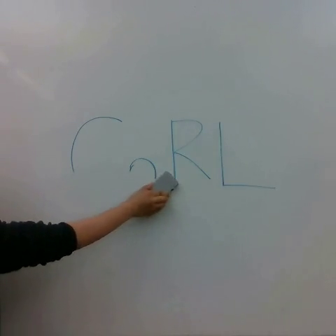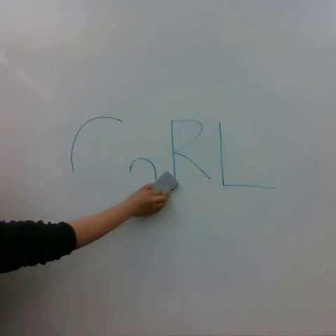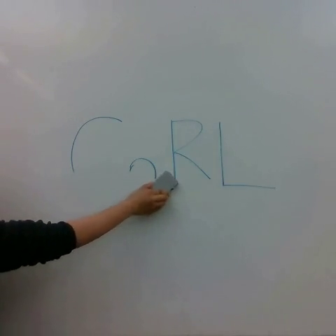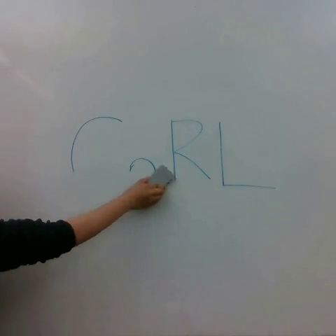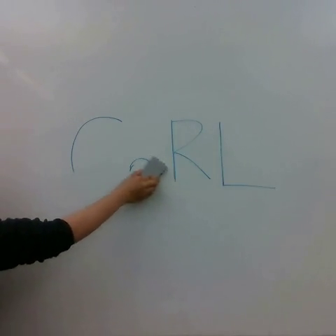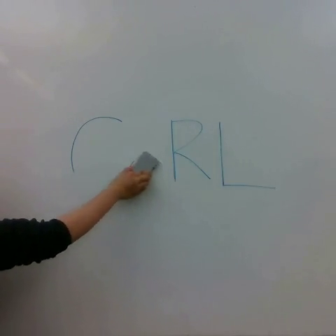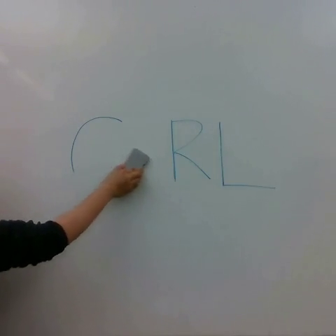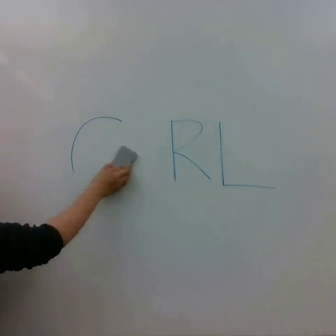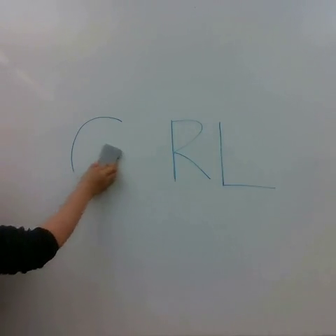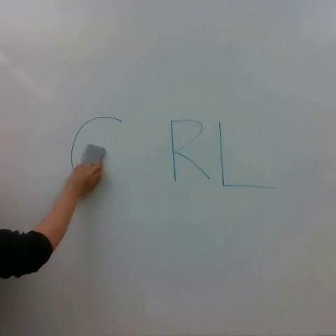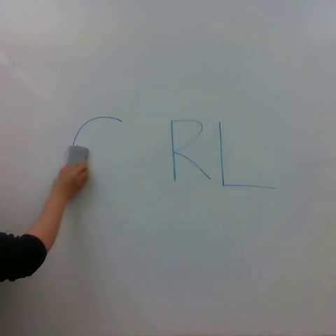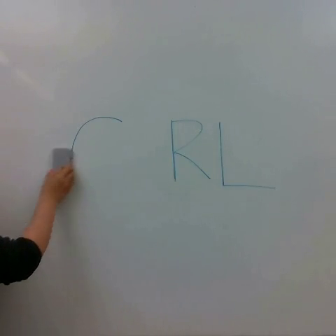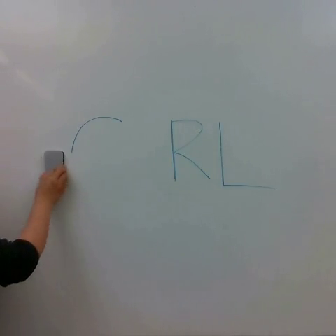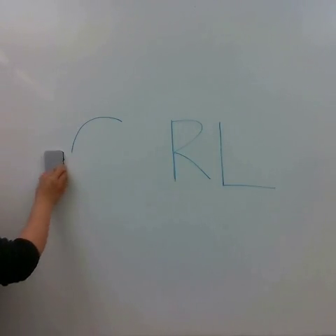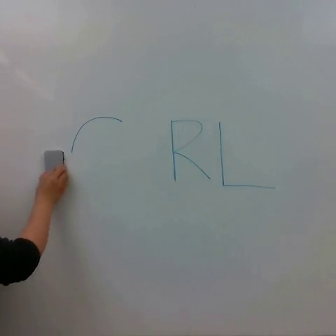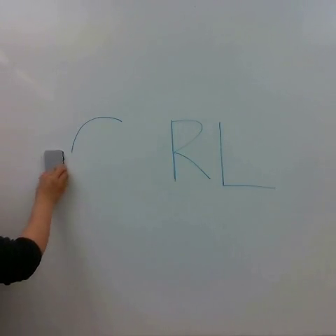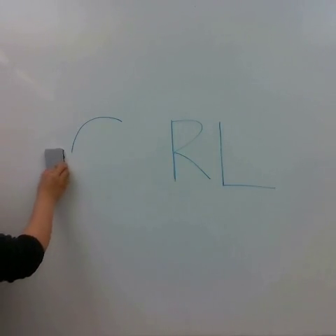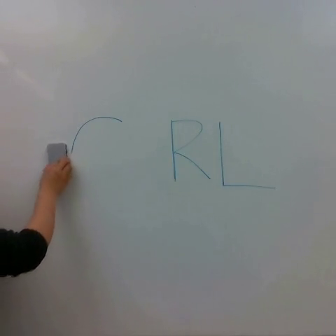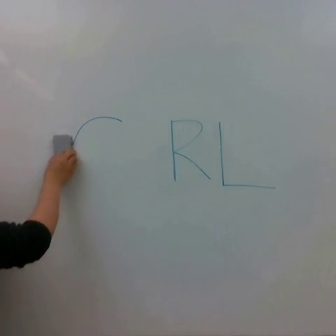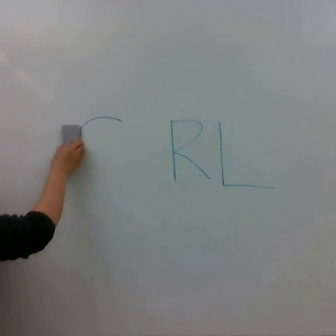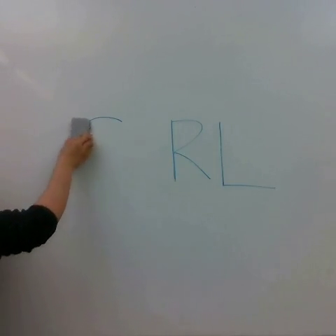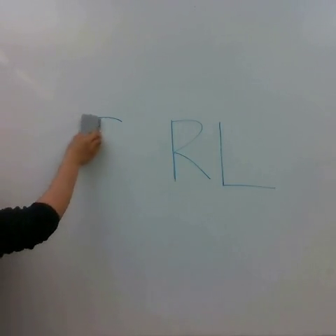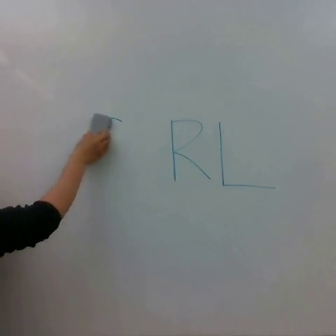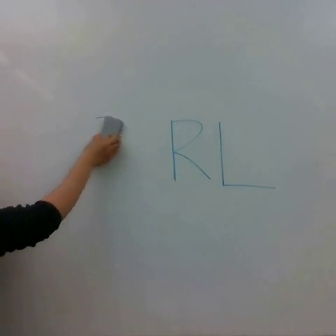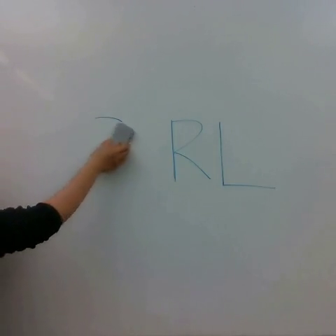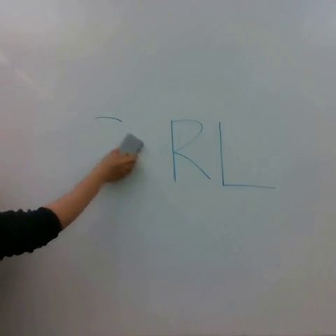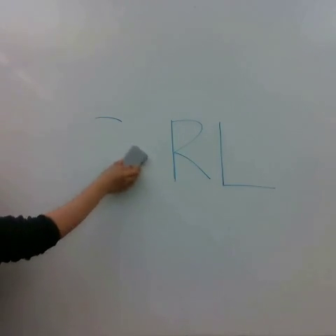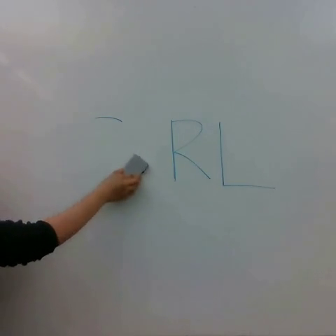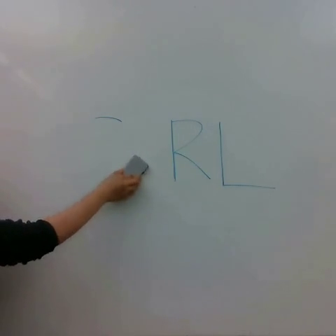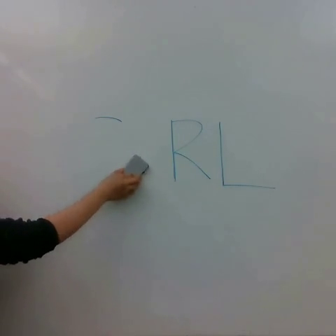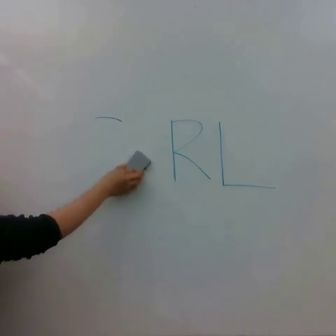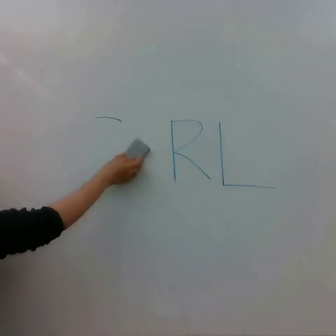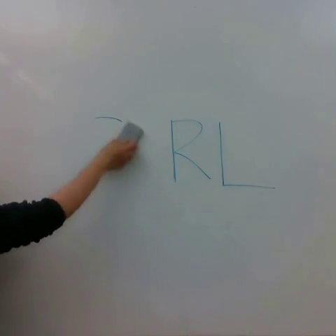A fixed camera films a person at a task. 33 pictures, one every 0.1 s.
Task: erase whiteboard.
0.0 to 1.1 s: The hand goes to the left.
1.1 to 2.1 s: The hand goes upward and to the right.
2.1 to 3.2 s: The hand goes downward and to the right, then upward.
